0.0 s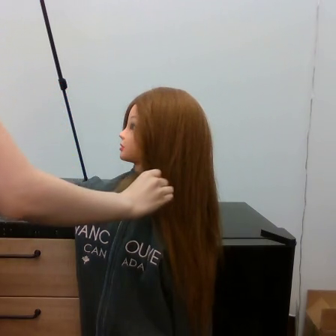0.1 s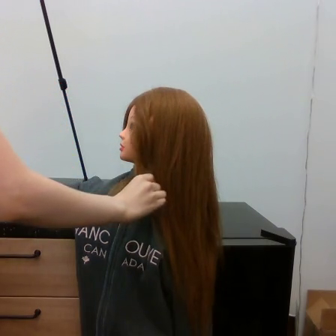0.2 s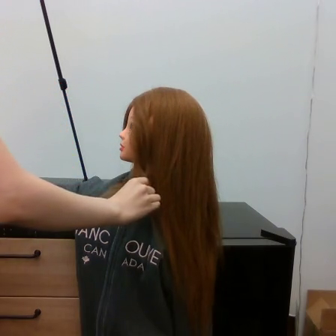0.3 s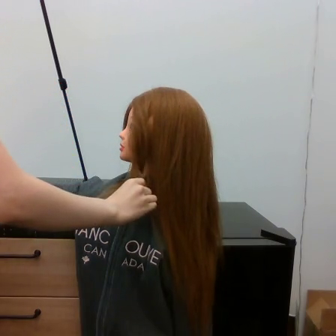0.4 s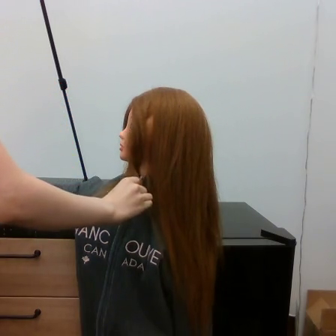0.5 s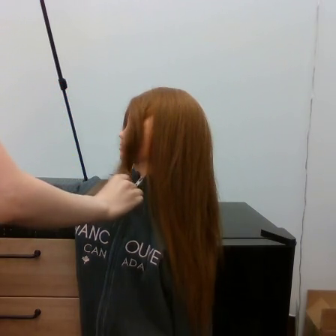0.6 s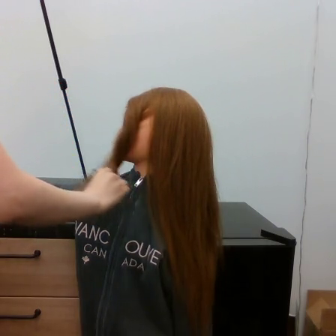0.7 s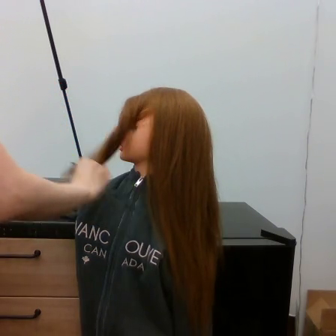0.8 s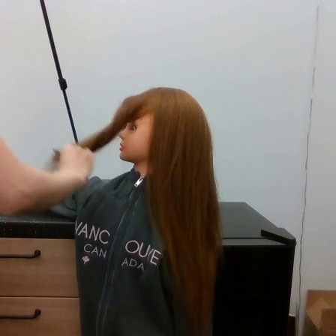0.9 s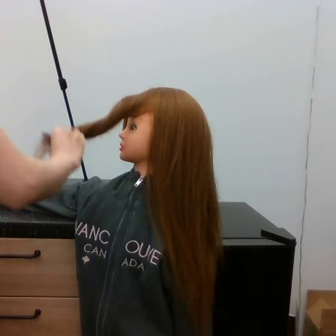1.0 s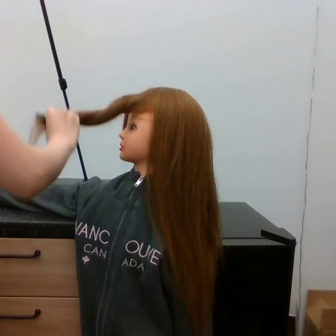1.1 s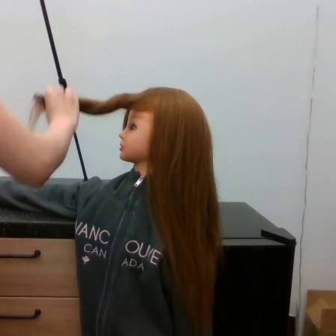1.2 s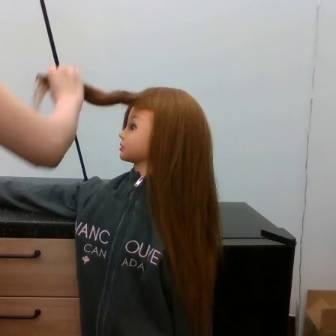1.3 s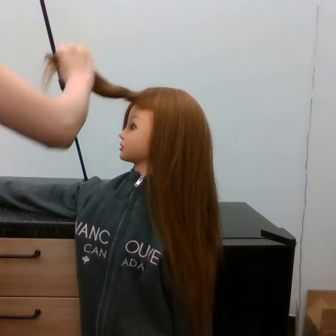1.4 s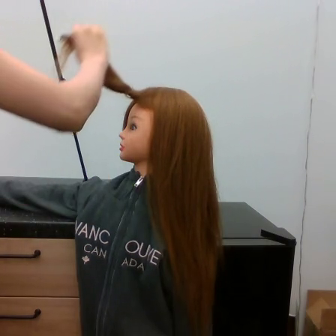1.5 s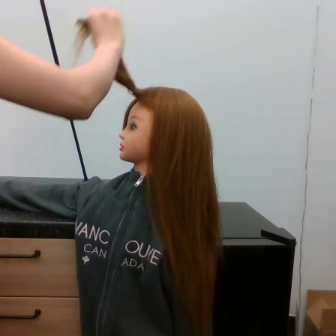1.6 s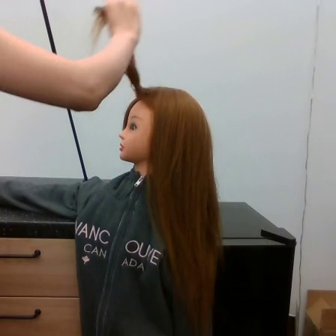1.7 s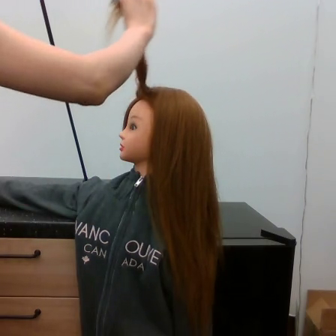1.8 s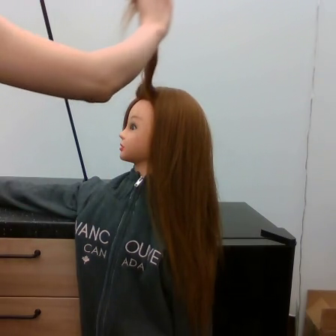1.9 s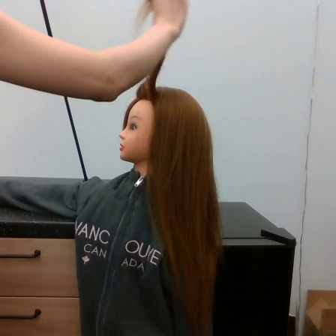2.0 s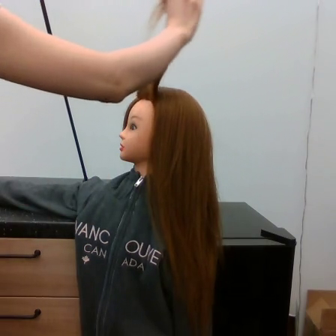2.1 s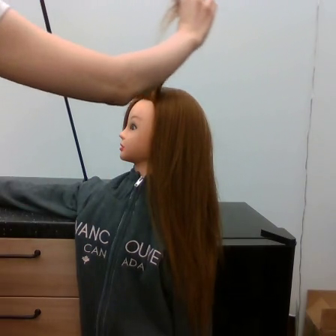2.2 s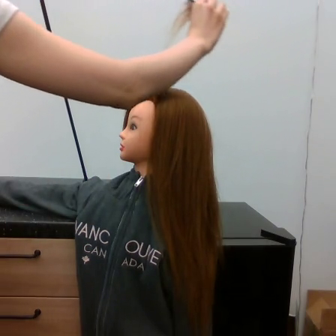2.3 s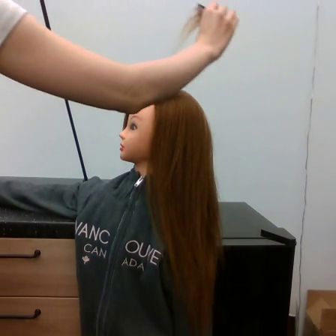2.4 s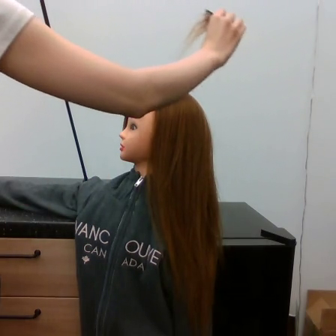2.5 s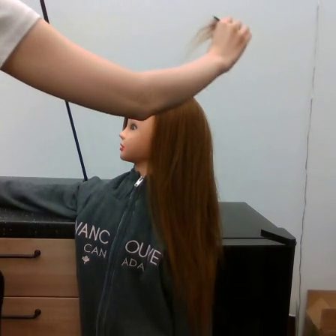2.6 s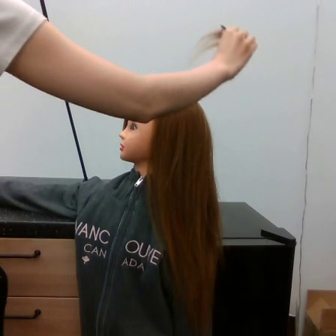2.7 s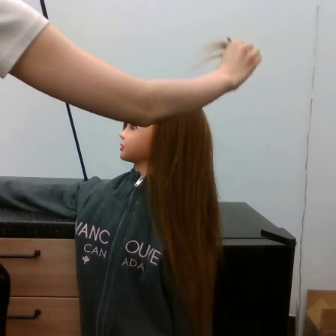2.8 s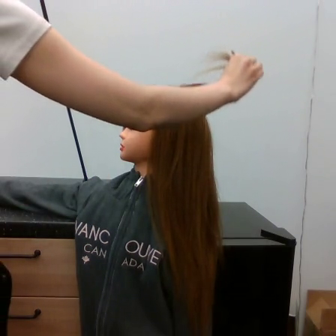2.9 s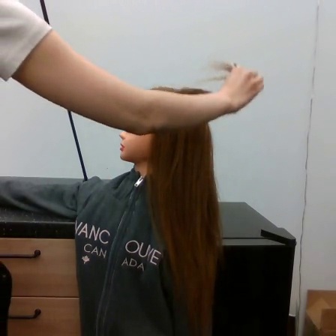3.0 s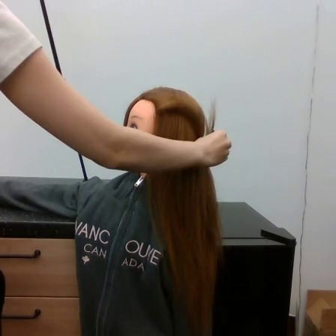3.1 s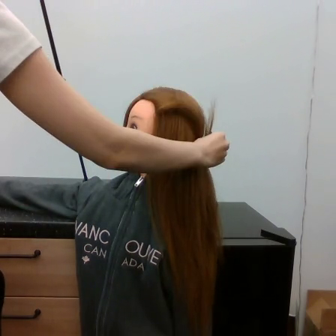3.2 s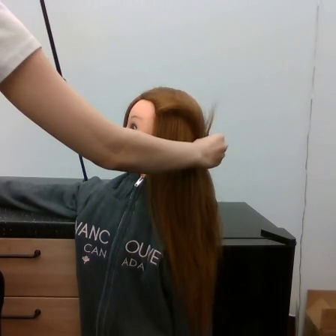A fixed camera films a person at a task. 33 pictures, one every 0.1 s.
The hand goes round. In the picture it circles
clockwise.
0.0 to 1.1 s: The hand goes to the left and upward, on a clockwise arc.
1.1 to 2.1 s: The hand goes upward and to the right.
2.1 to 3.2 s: The hand goes downward and to the right.
In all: It circles clockwise, turning through about 270 degrees.
Task: tidy side hair.
